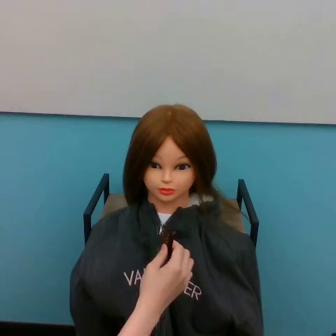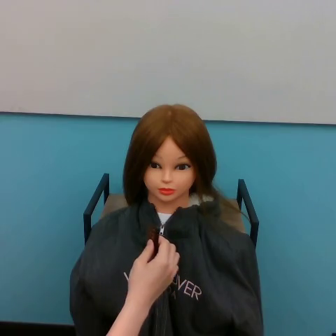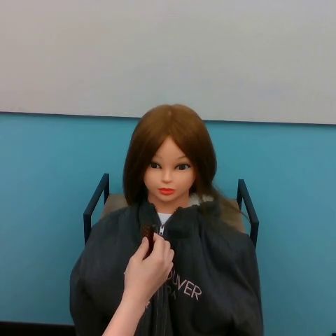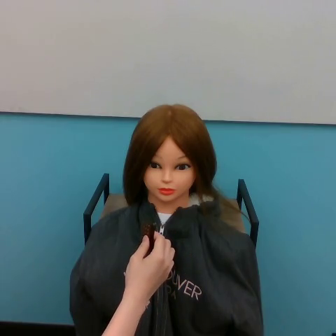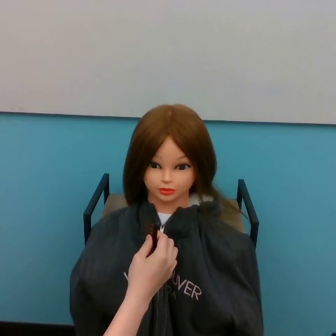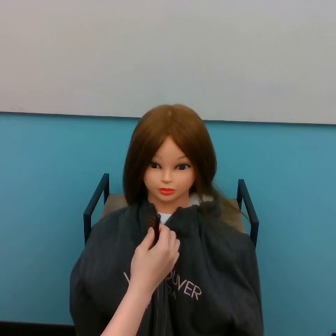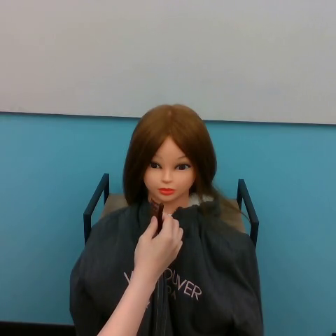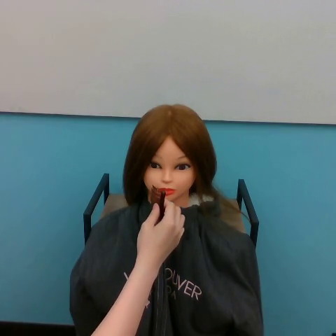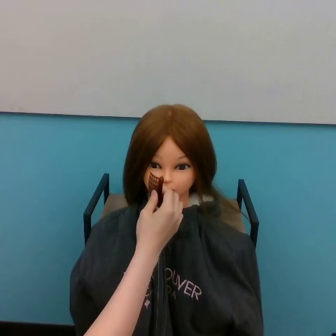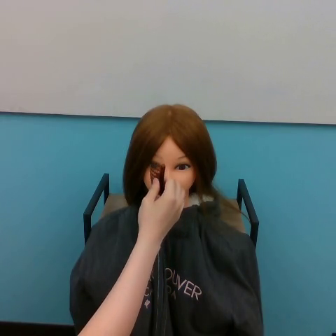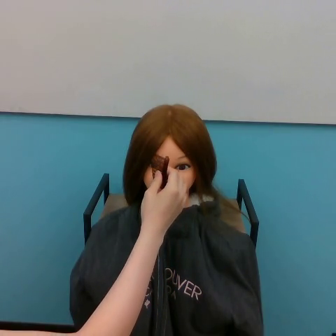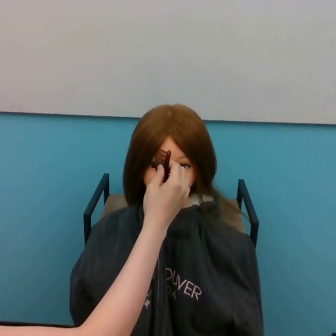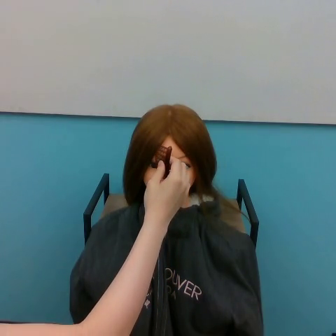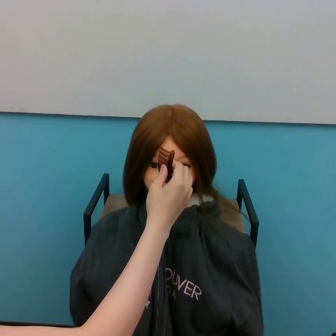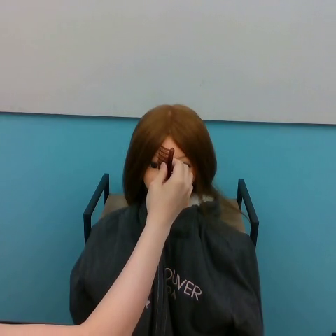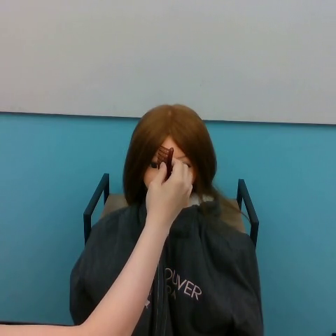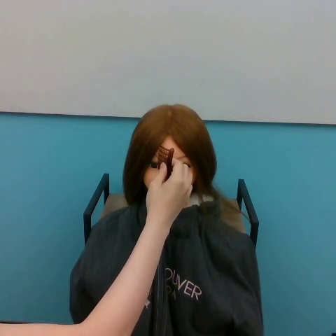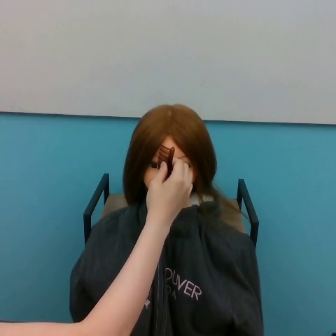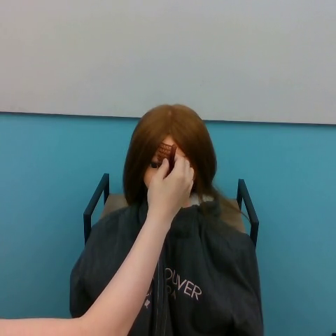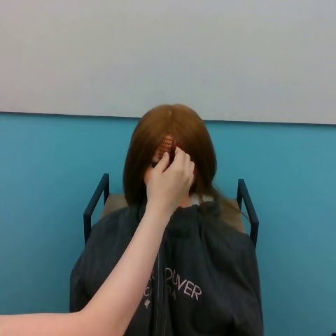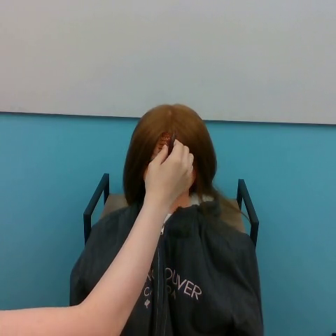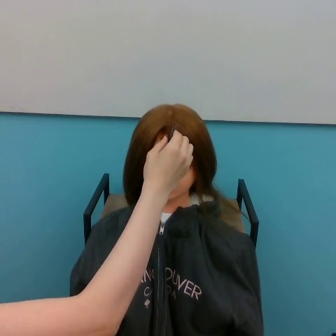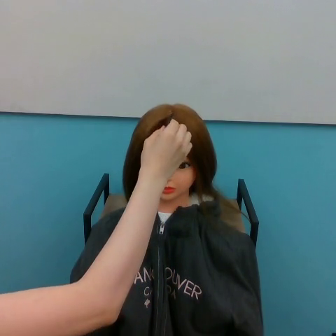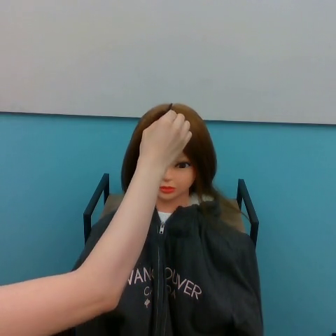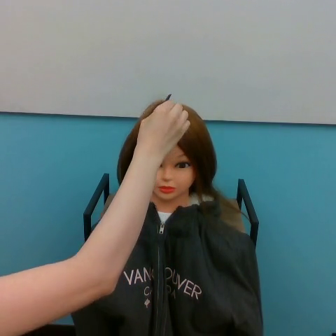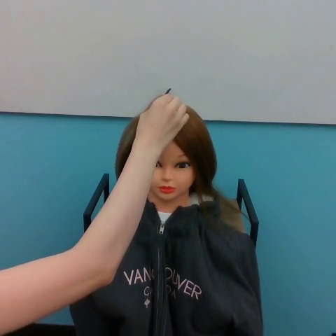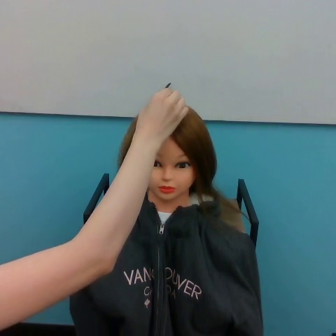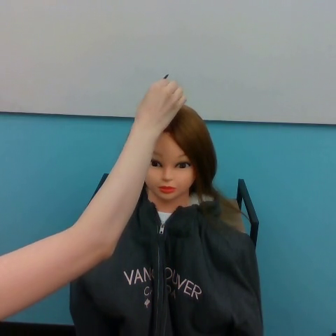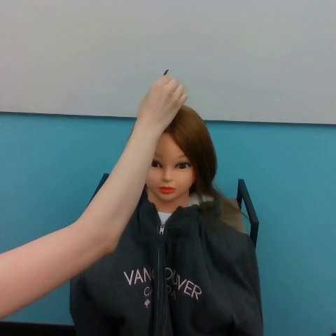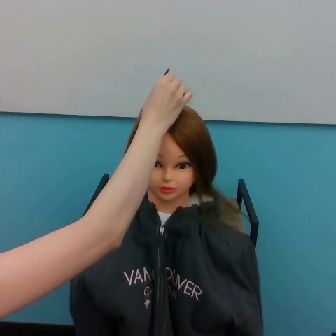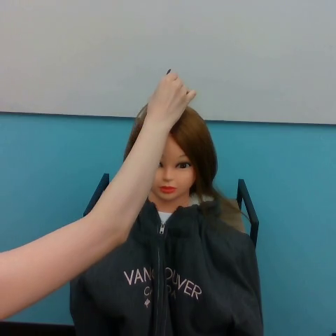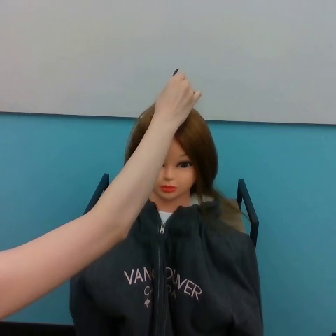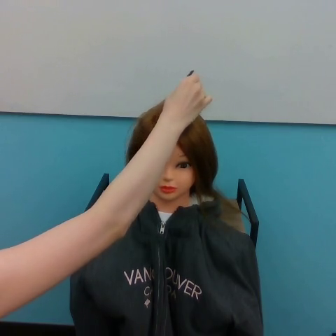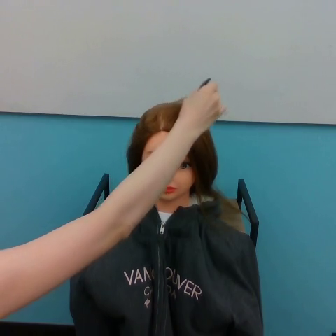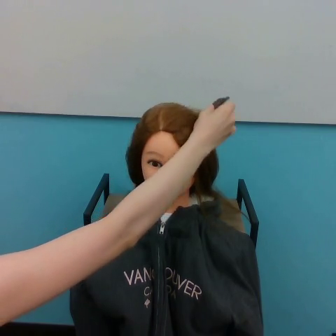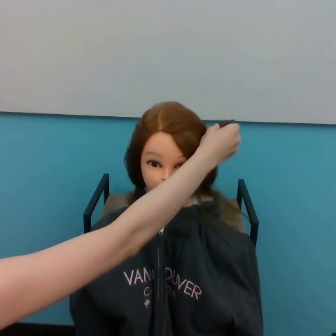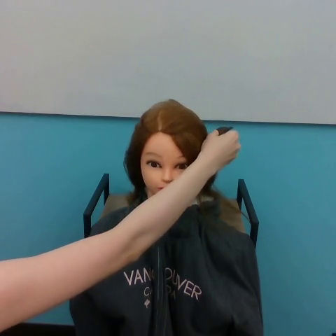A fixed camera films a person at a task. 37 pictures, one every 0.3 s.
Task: part hair.
Motion: move to the left shortly, move upward, then move downward and to the right following a concave curve.
0.0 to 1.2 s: The hand goes to the left.
1.2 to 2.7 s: The hand goes upward.
2.7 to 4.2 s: The hand goes upward.
4.2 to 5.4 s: The hand moves only a little.
5.4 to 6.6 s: The hand goes upward.
6.6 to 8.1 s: The hand goes upward.
8.1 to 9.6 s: The hand goes to the right.
9.6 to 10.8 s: The hand goes downward and to the right.
